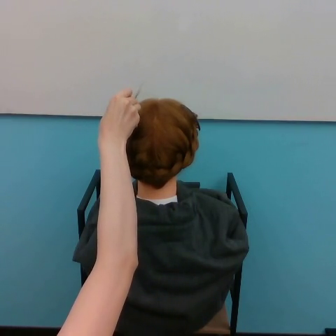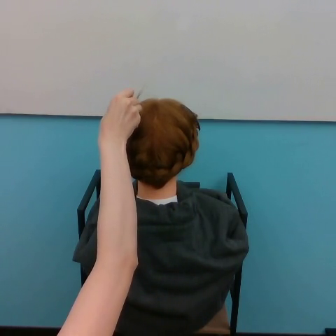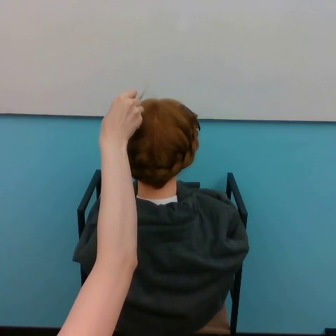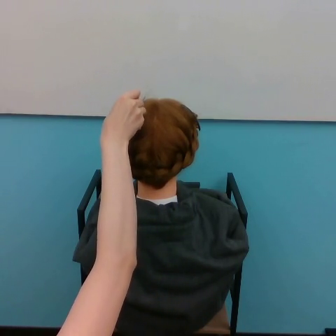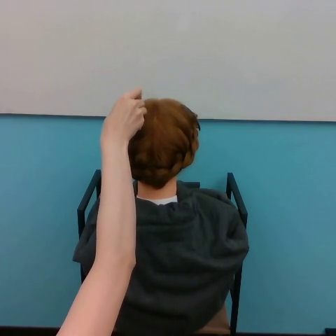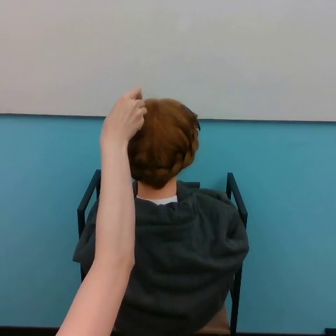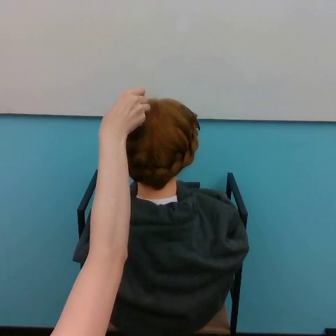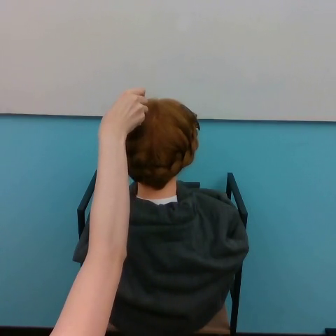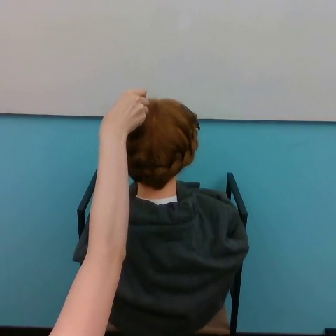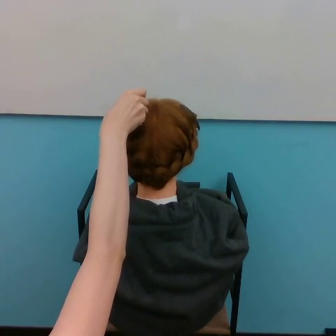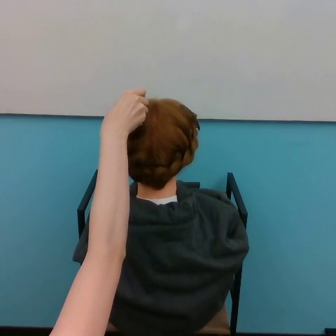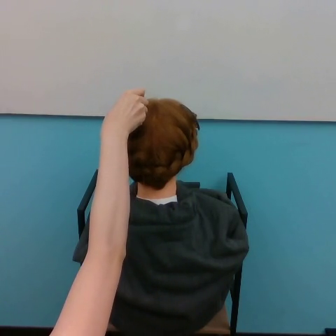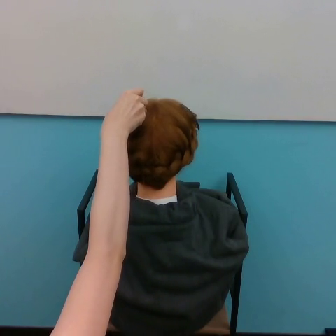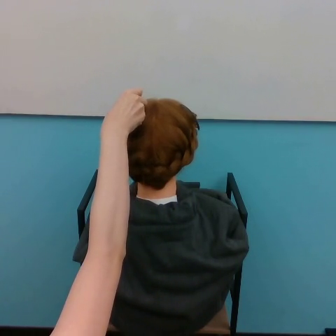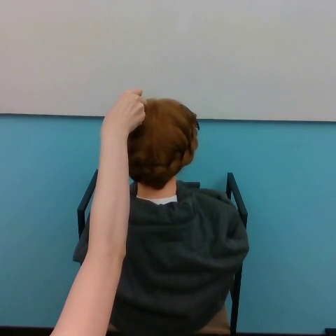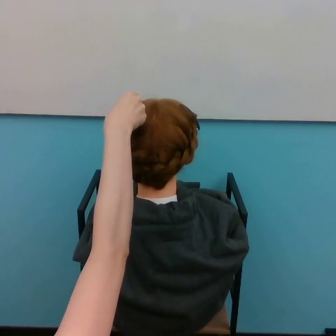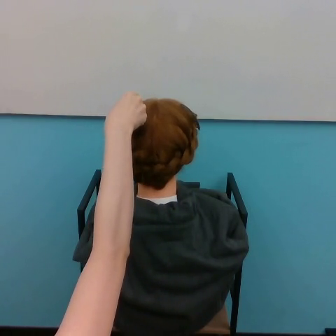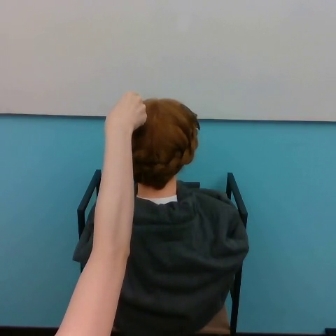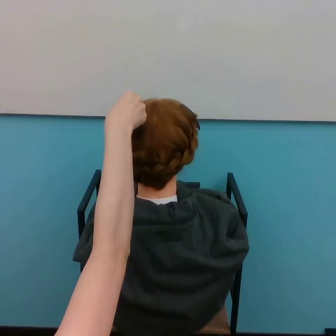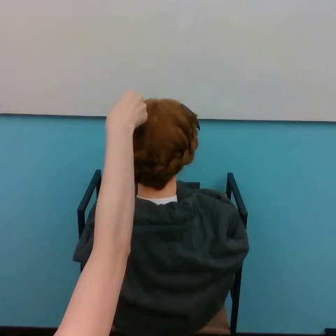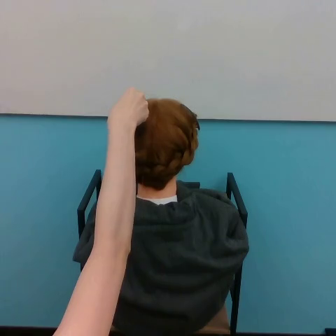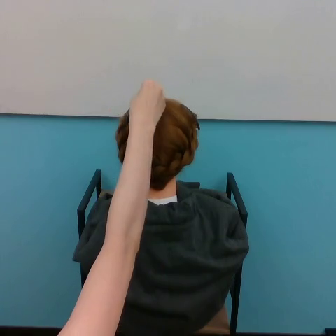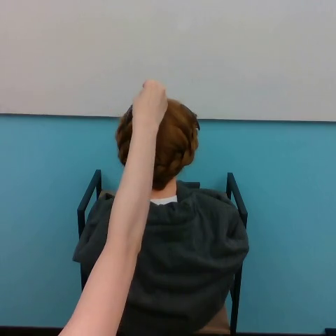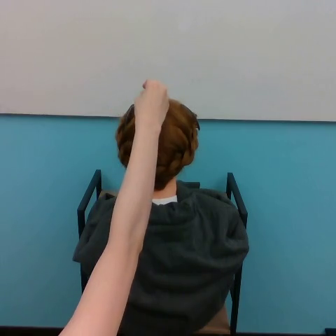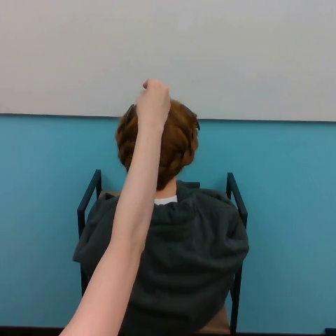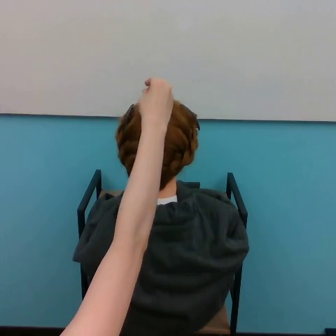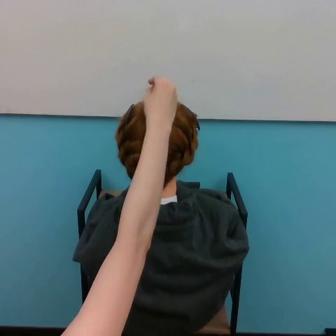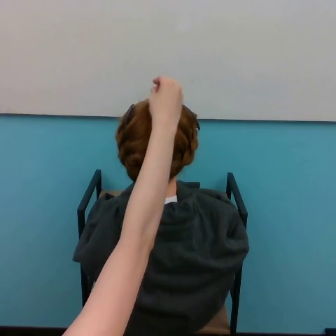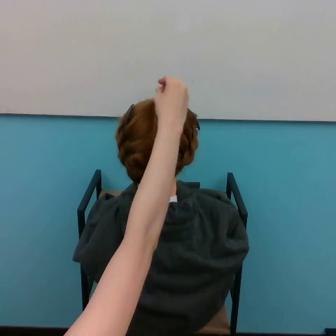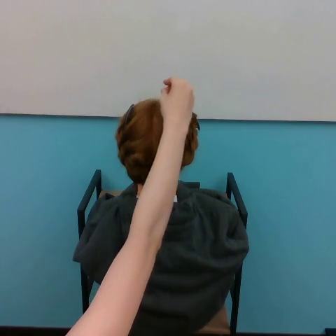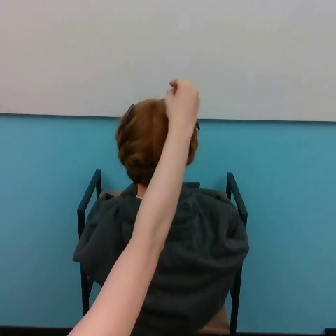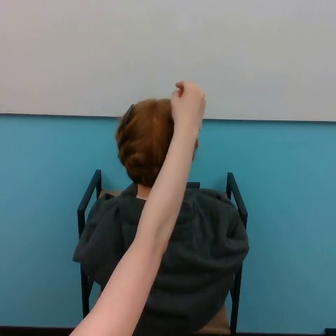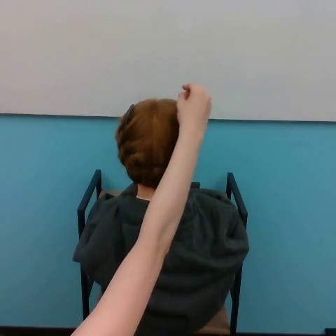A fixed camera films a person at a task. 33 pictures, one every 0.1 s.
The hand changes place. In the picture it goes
to the right.
0.0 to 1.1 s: The hand moves only a little.
1.1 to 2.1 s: The hand goes to the right.
2.1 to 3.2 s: The hand goes to the right.
Task: style hair.
